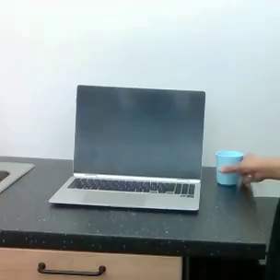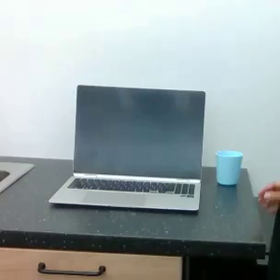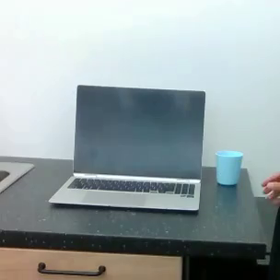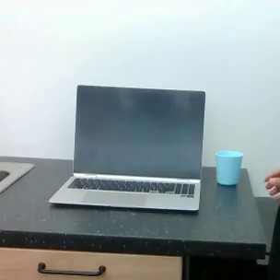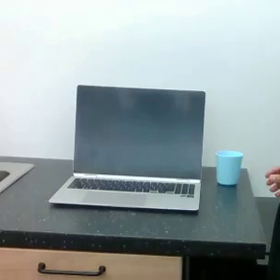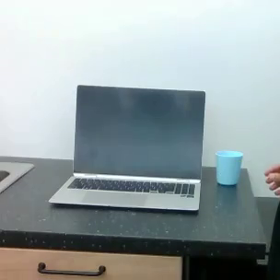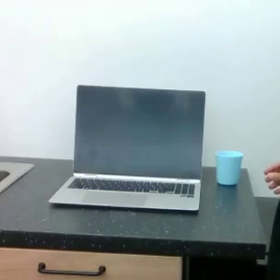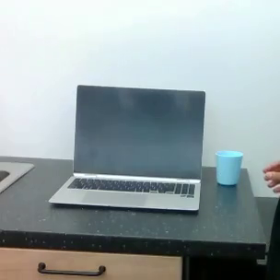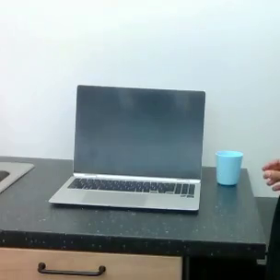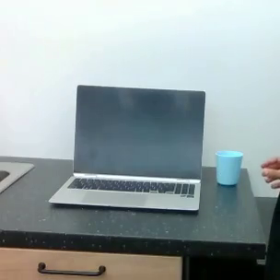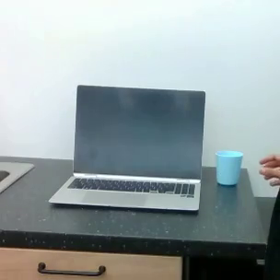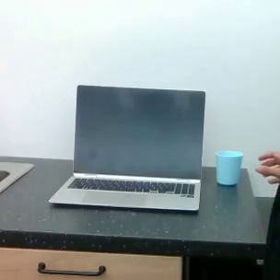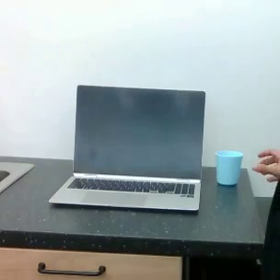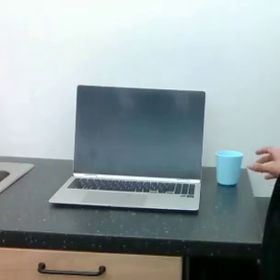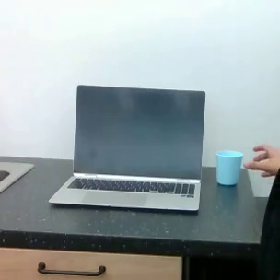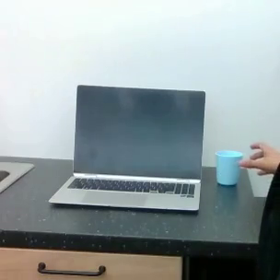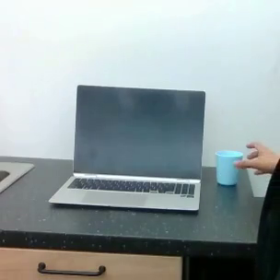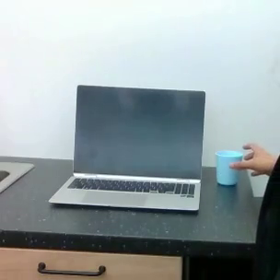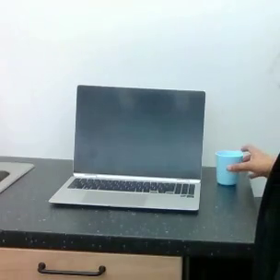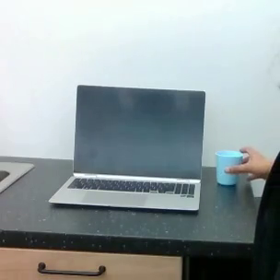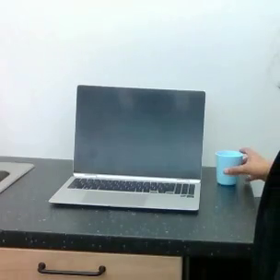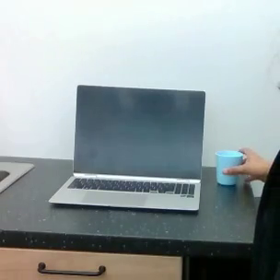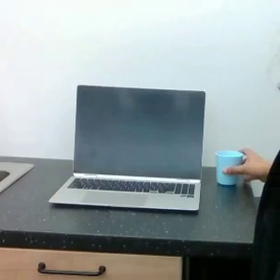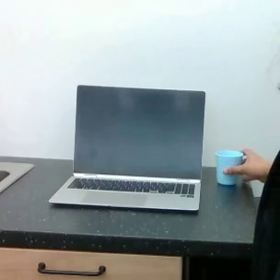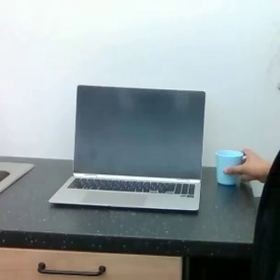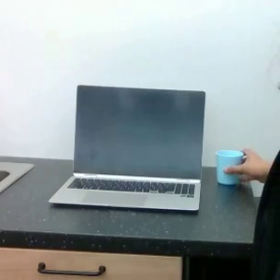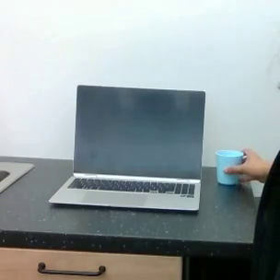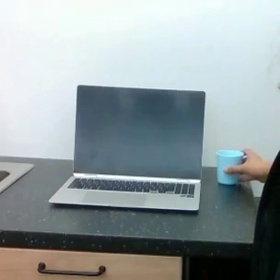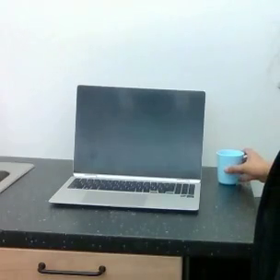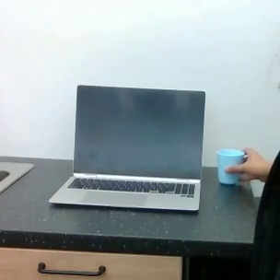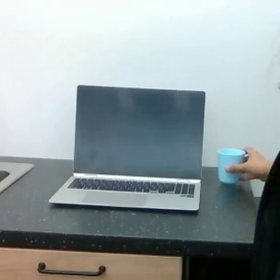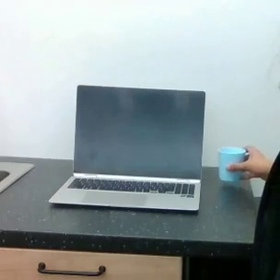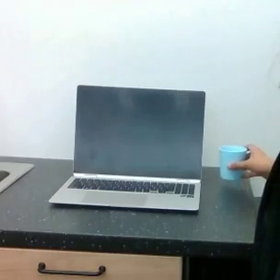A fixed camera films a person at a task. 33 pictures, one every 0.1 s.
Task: pick up the cup and place it to the lower left of the laptop.
0.0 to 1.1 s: The hand goes downward and to the right.
1.1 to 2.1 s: The hand goes upward.
2.1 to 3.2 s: The hand moves only a little.
